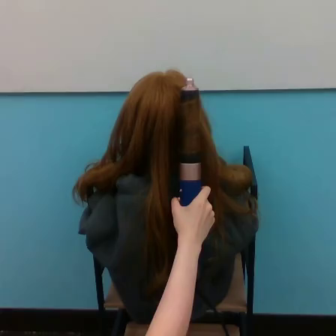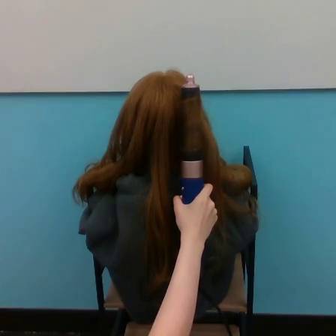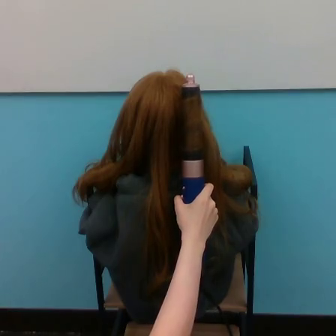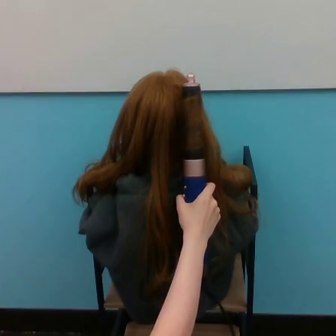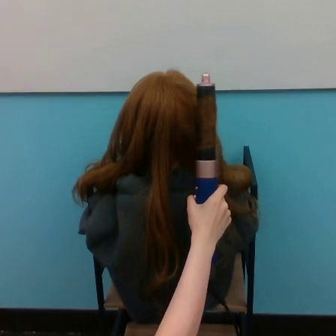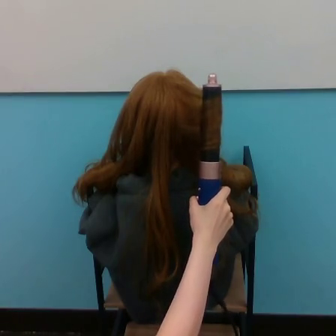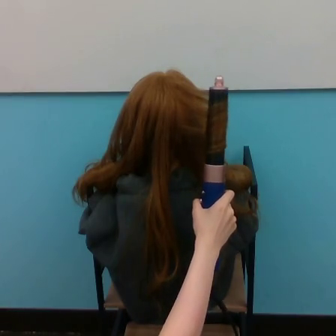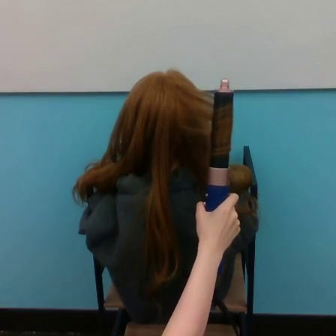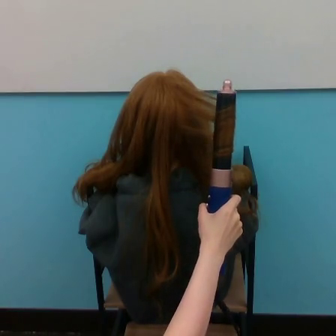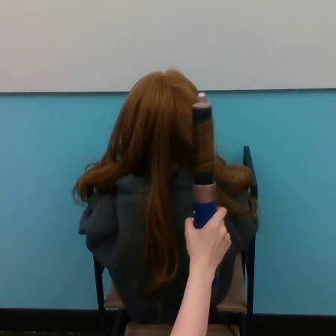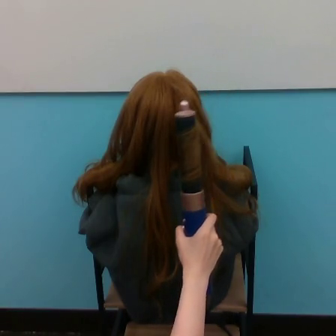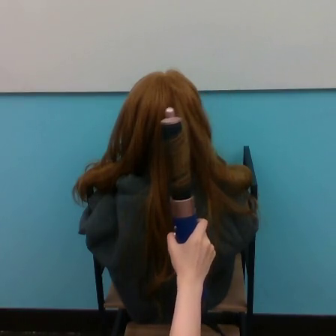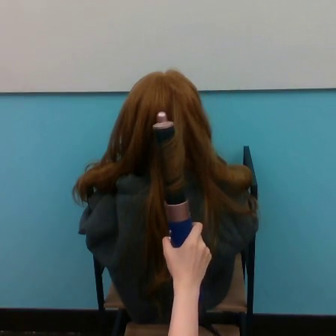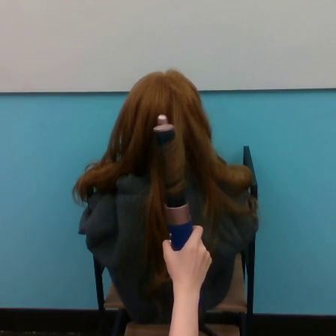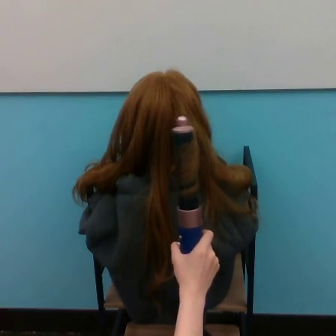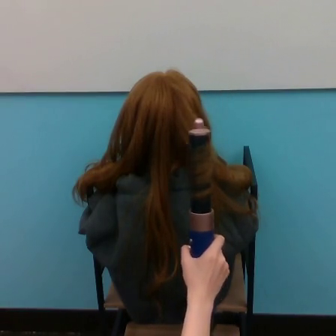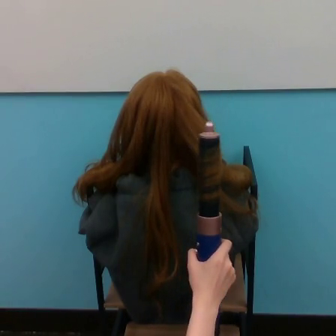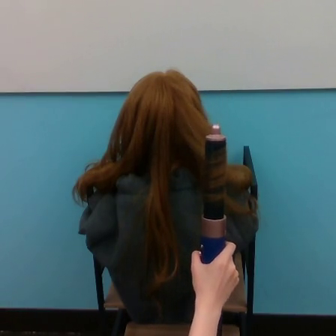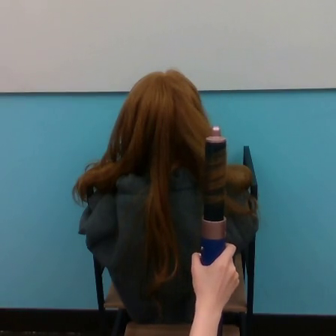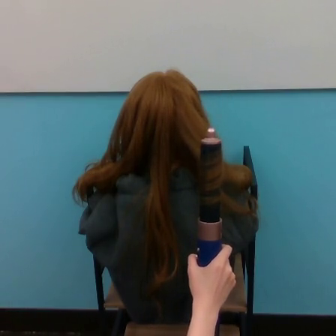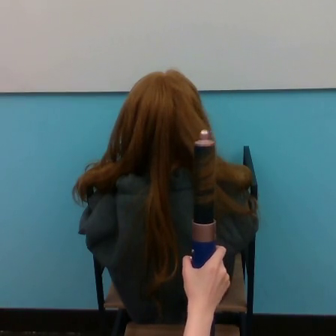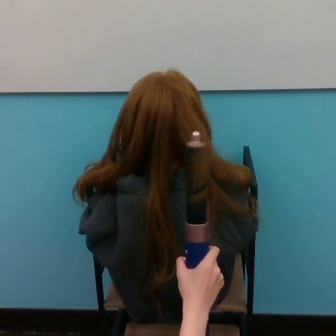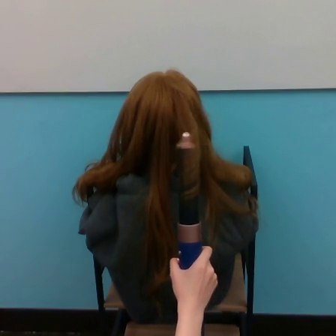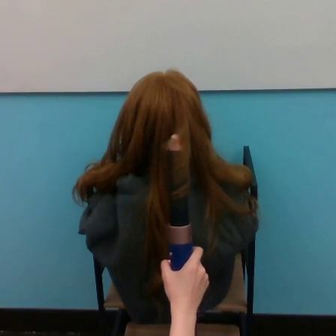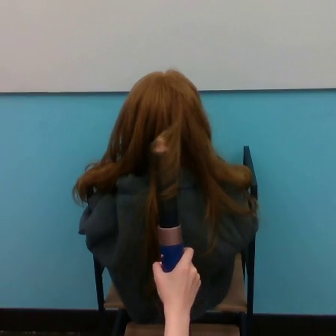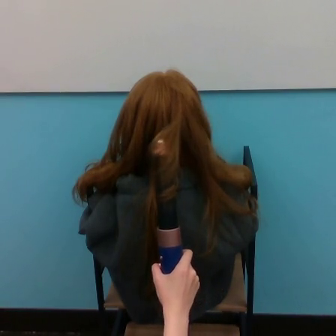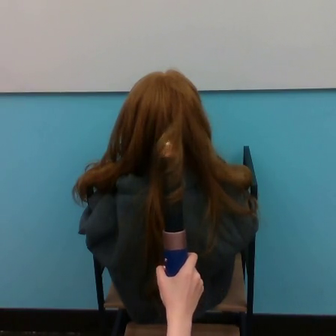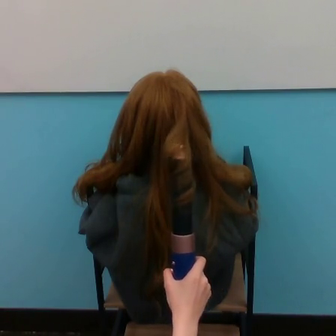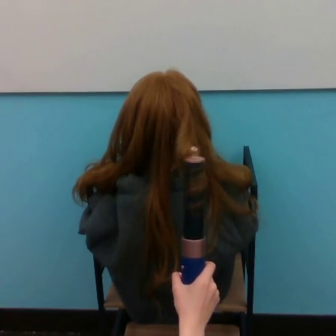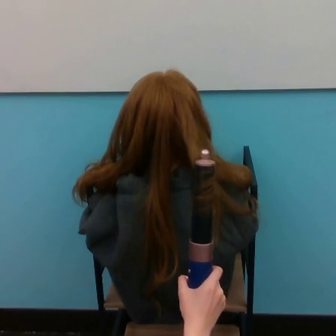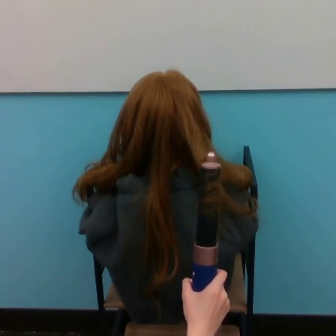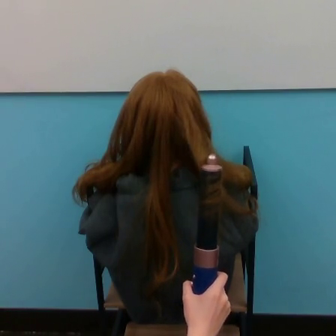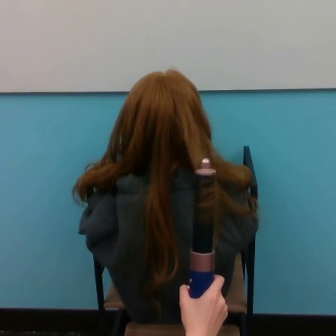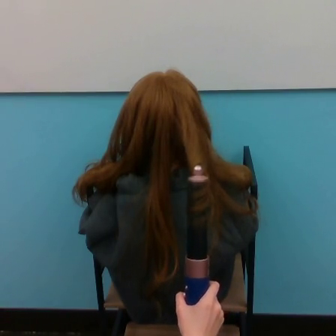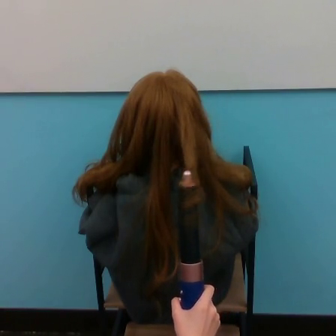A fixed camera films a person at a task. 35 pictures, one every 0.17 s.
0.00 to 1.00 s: The hand goes to the right.
1.00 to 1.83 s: The hand goes downward and to the left.
1.83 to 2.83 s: The hand goes to the right and downward, on a counterclockwise arc.
2.83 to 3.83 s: The hand goes to the left.
3.83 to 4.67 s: The hand goes downward, on a counterclockwise arc.
4.67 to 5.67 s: The hand goes downward.
Task: curl hair.
Motion: move downward, making horizontal oscillations to the left and to the right.
